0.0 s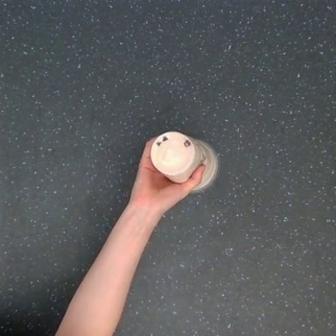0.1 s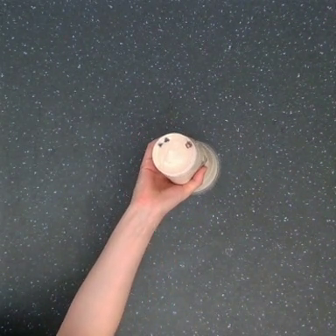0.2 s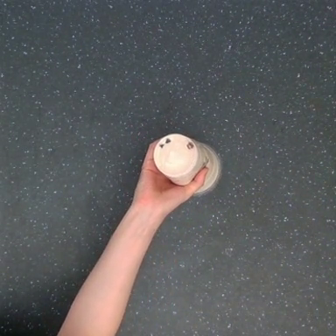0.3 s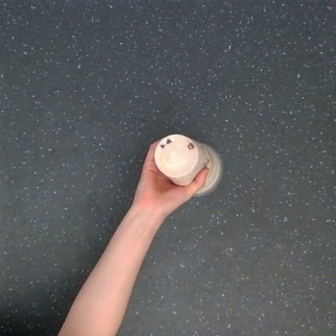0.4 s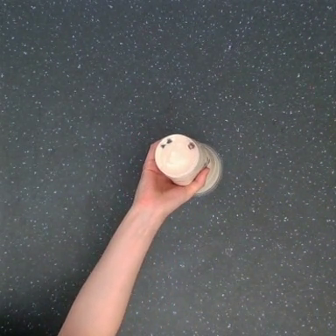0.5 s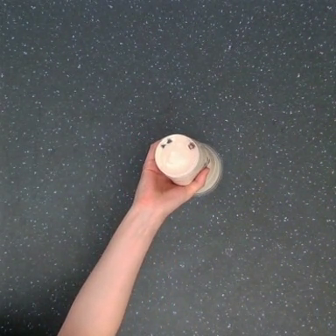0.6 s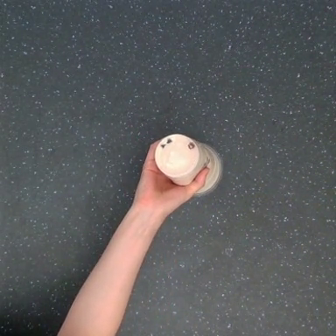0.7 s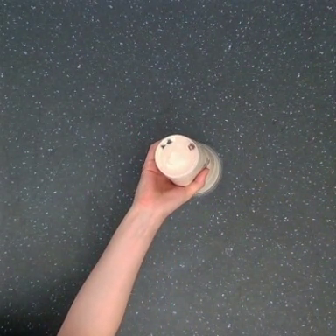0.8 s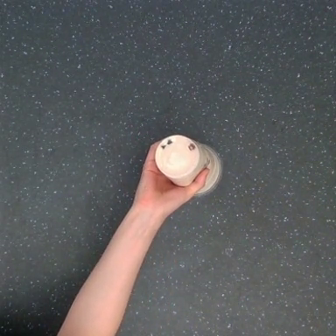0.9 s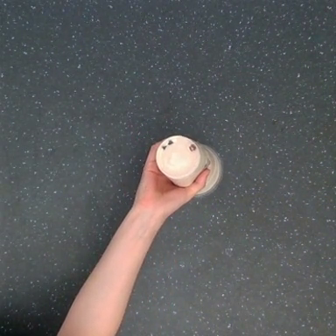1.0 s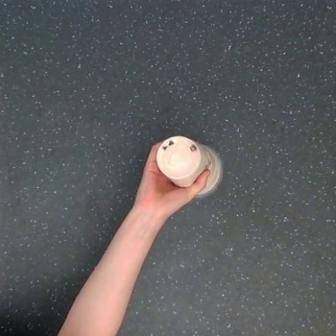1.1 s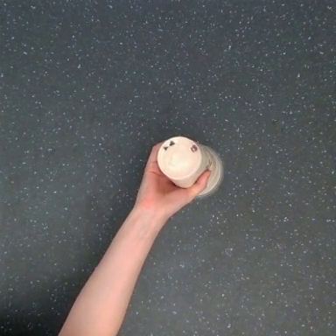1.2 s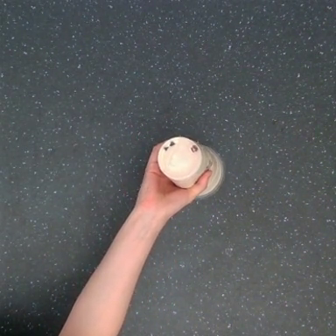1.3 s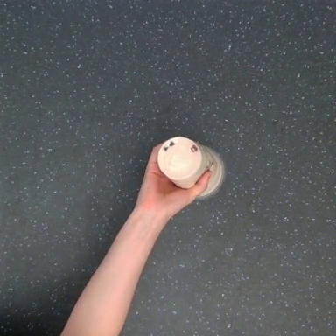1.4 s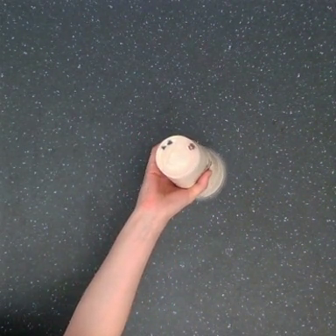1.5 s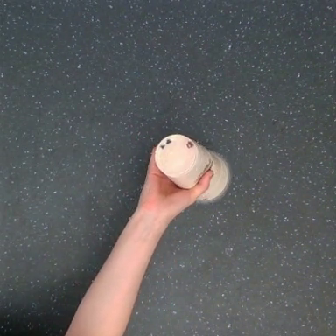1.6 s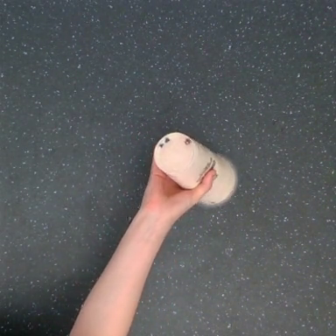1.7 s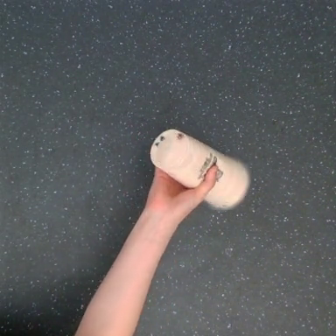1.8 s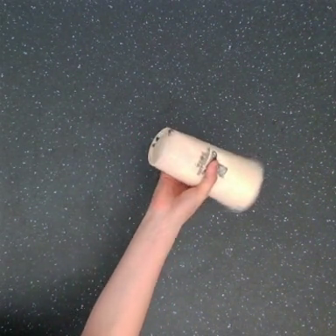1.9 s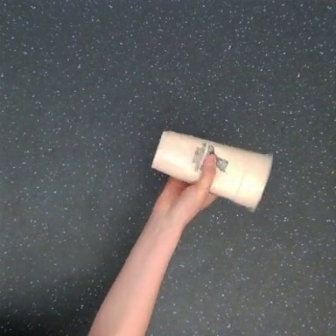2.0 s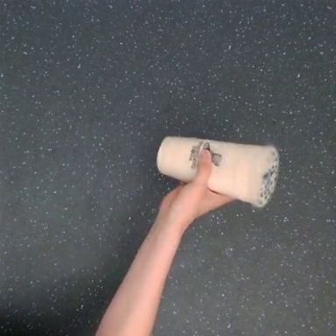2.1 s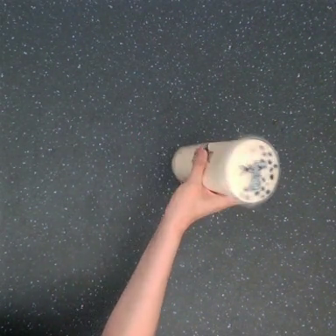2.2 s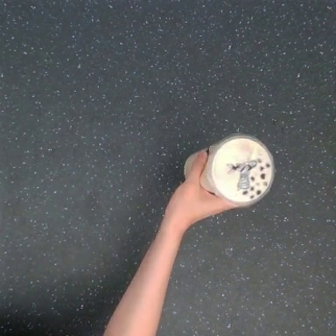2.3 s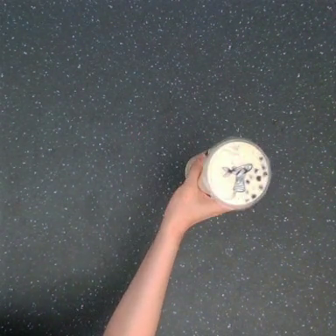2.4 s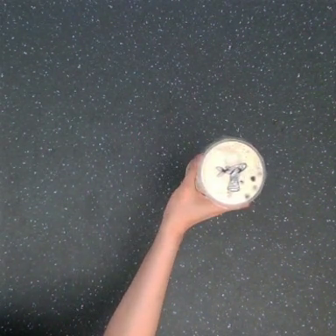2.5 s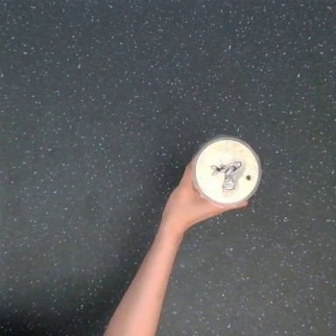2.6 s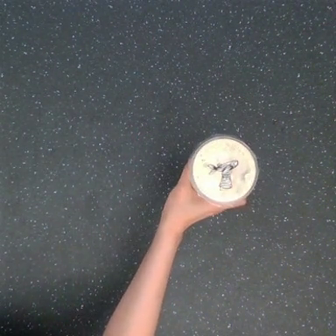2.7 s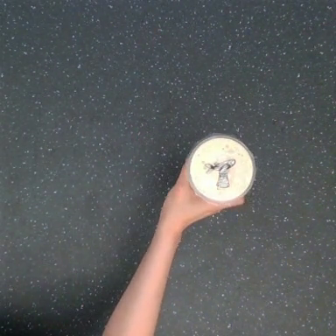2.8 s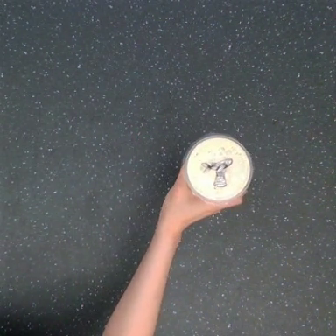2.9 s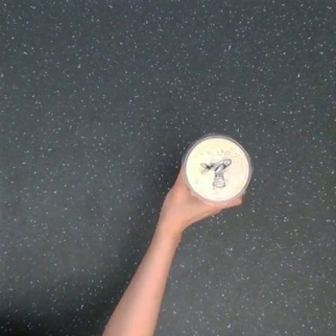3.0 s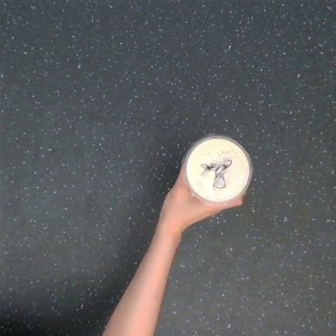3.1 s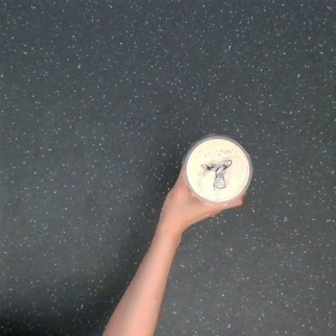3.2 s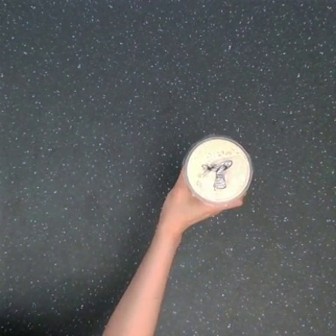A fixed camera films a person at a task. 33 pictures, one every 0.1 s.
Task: shake the boba.
0.0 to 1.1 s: The hand moves only a little.
1.1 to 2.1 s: The hand goes to the right and downward.
2.1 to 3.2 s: The hand moves only a little.
